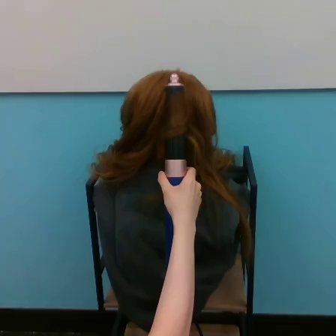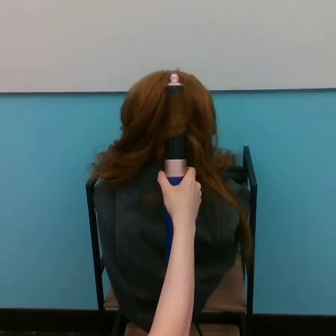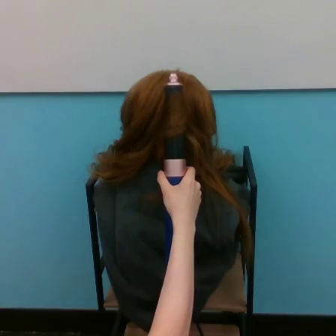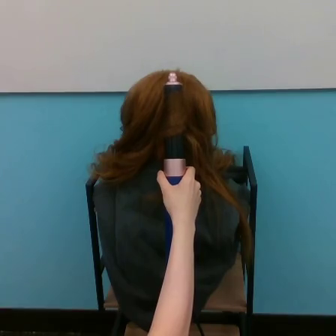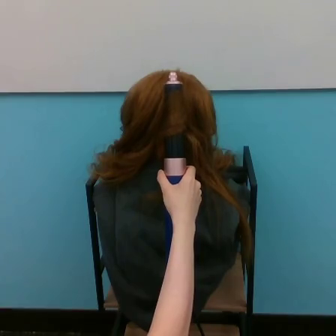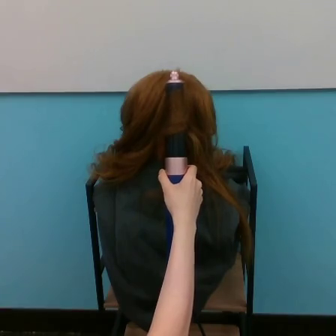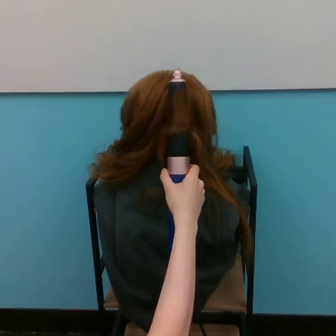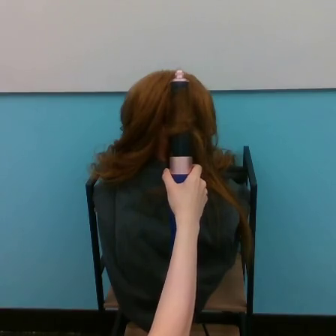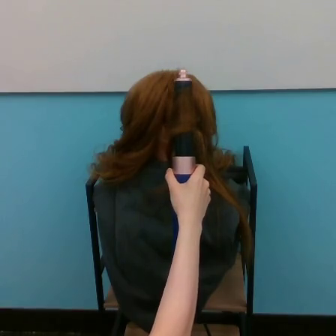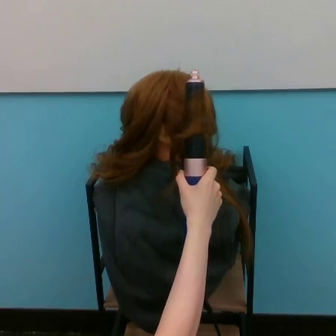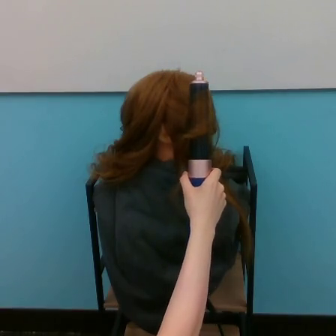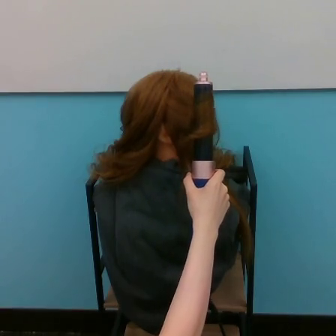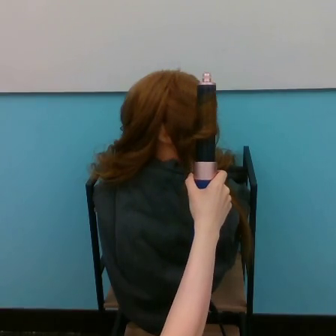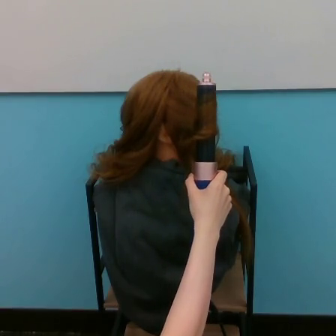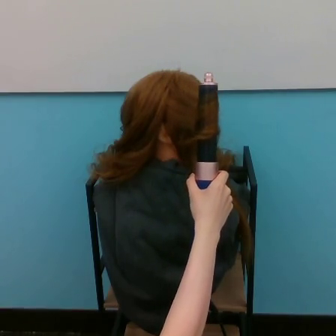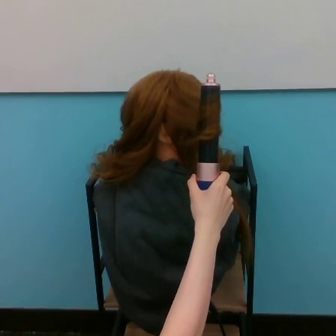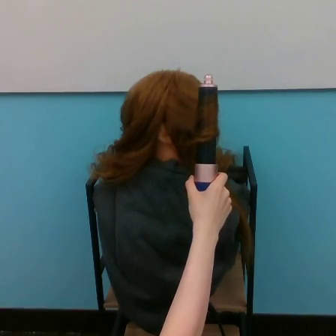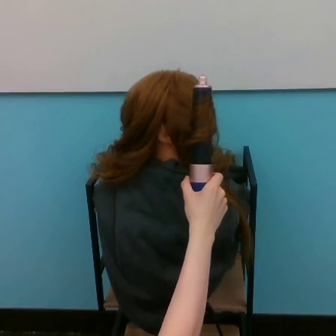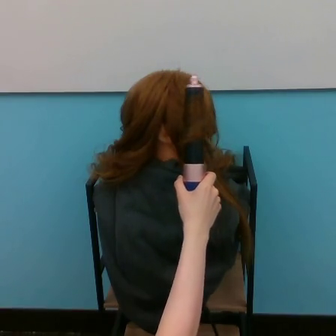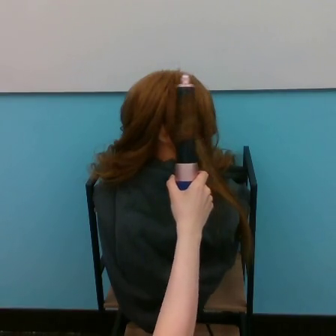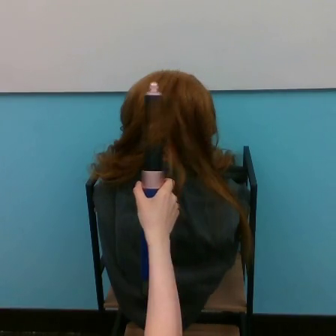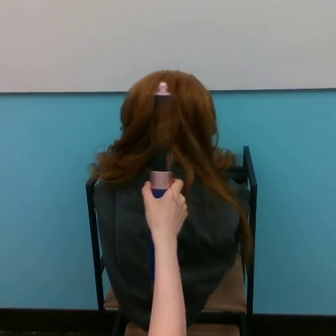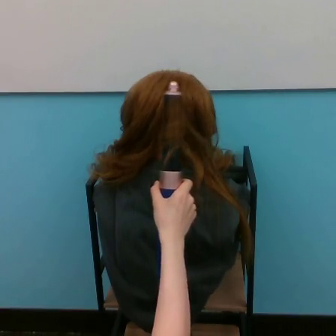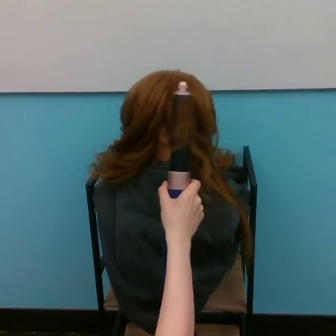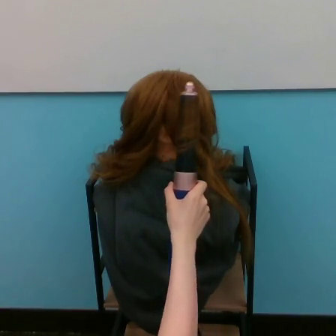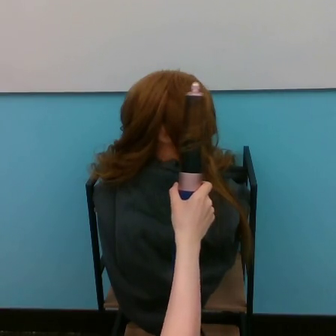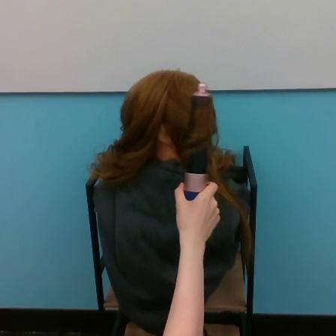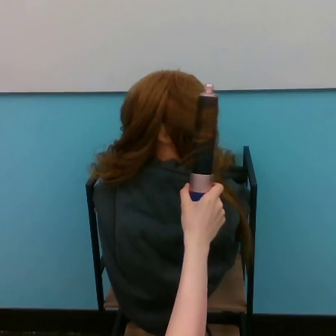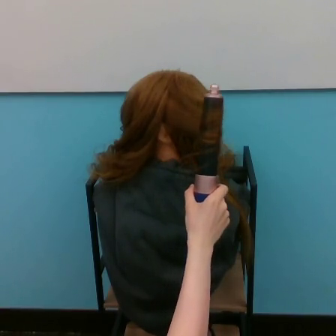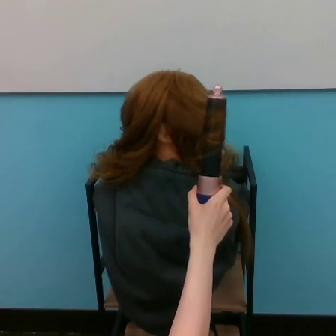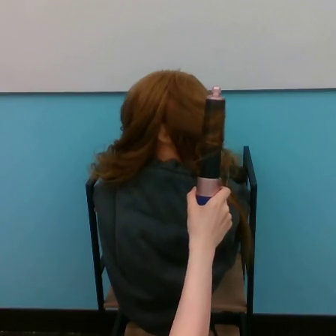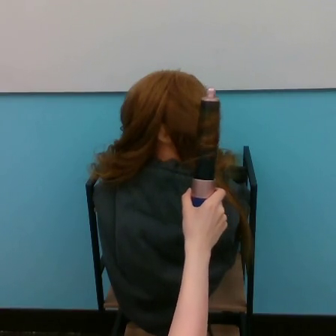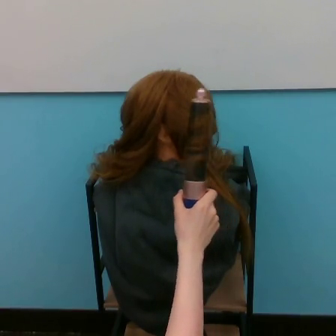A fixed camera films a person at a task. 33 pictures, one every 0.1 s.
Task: curl hair.
0.0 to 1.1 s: The hand goes to the right.
1.1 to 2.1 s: The hand goes to the left.
2.1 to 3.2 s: The hand goes to the right.
